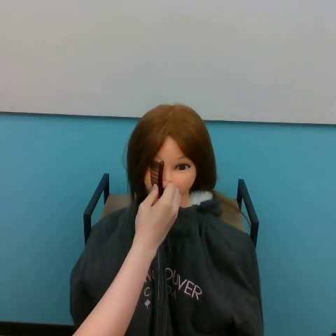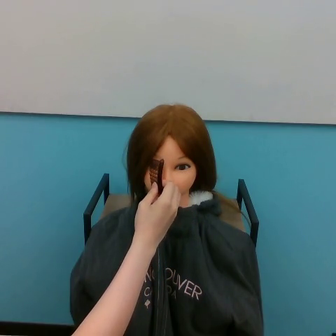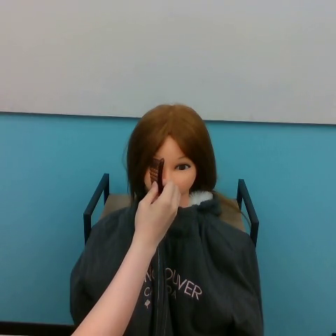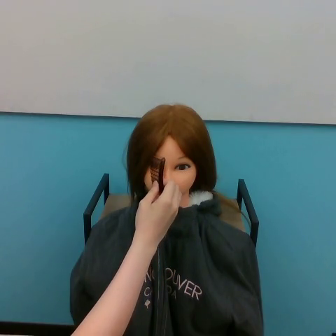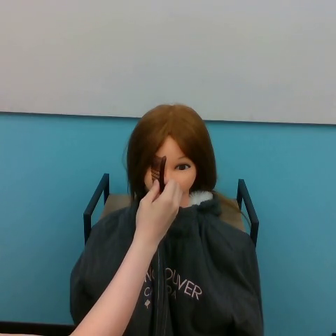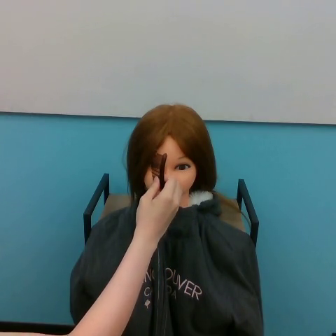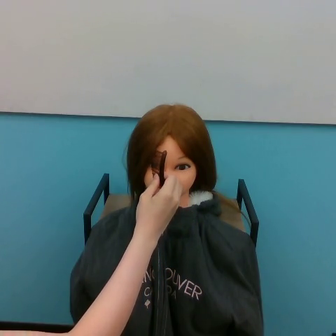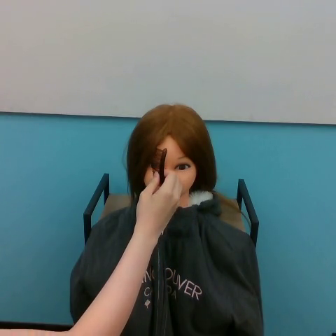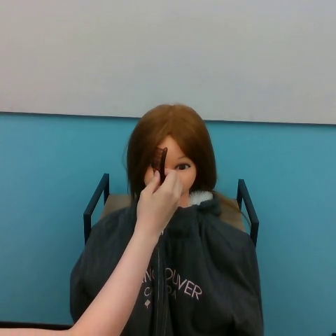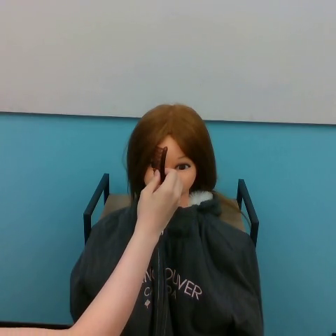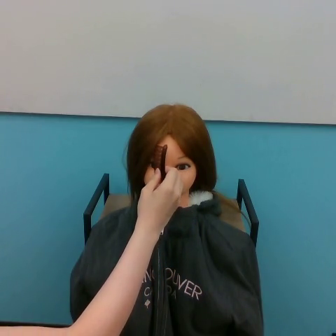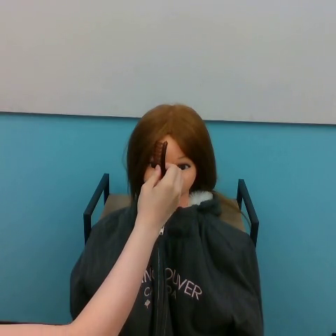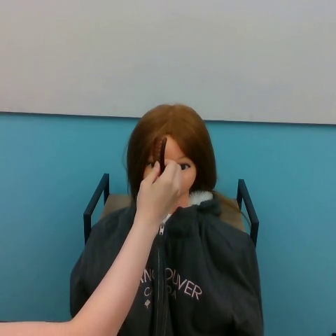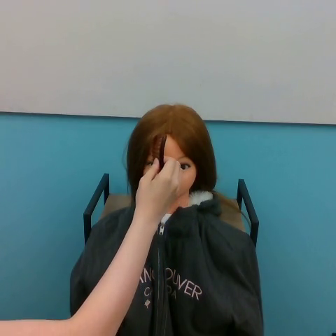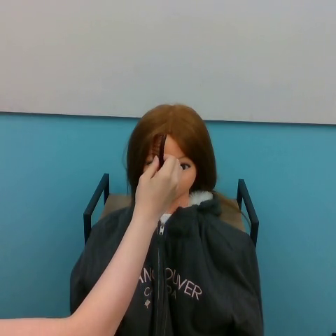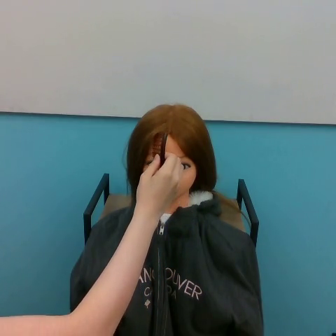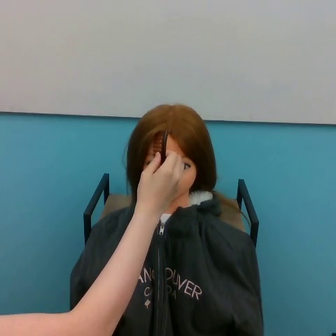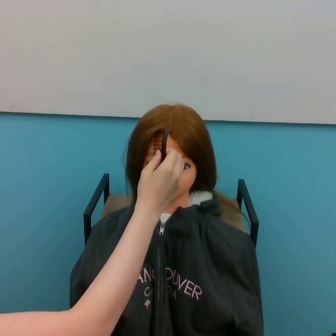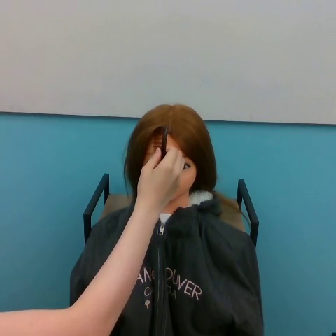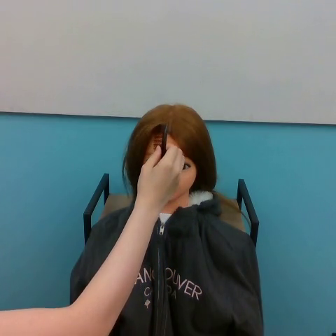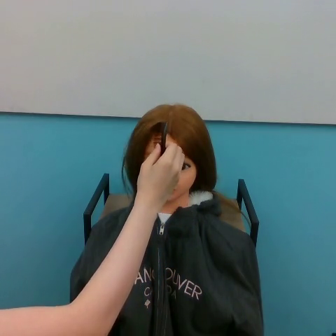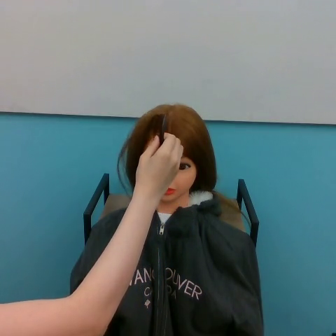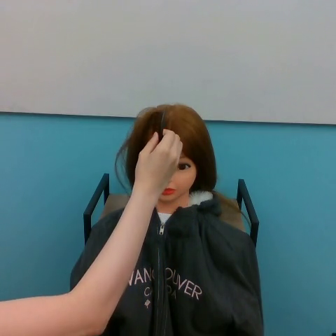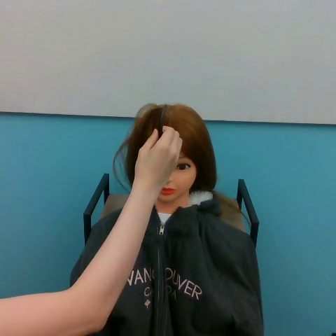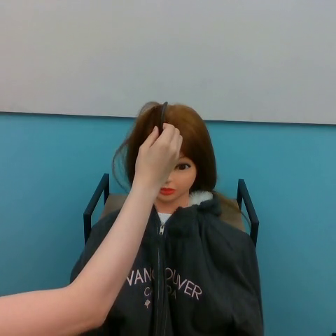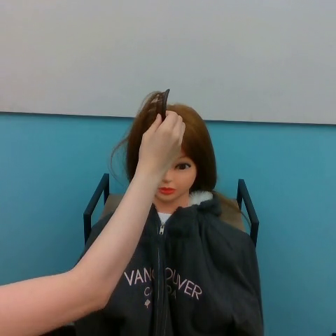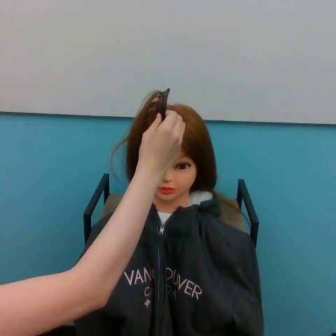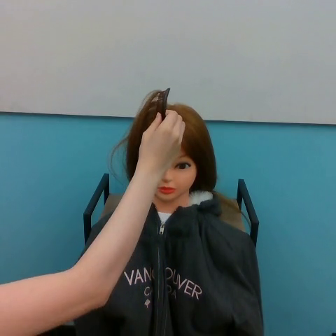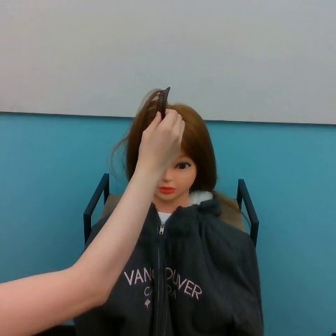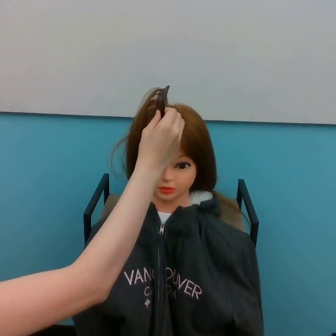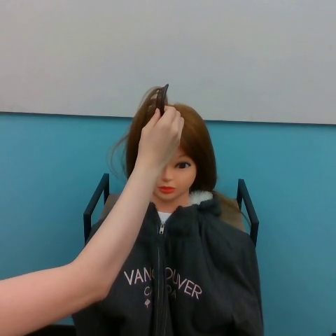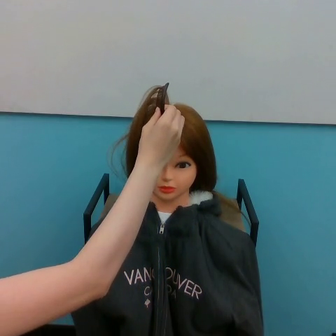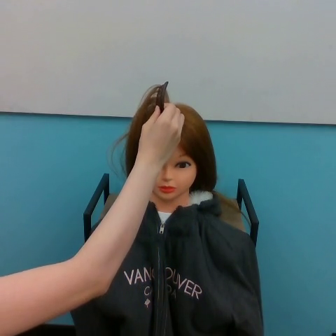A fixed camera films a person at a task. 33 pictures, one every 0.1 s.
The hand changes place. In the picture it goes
upward.
0.0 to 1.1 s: The hand goes upward.
1.1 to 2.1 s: The hand goes upward.
2.1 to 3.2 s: The hand goes upward.
Task: part hair.
